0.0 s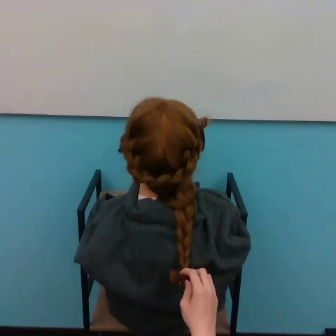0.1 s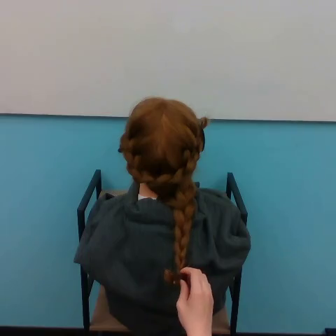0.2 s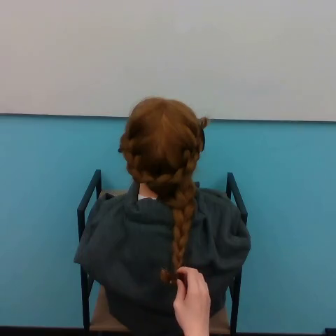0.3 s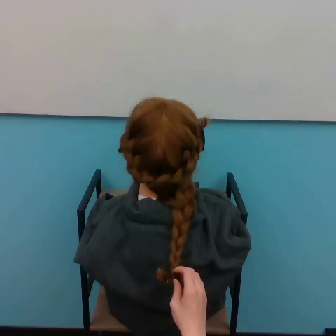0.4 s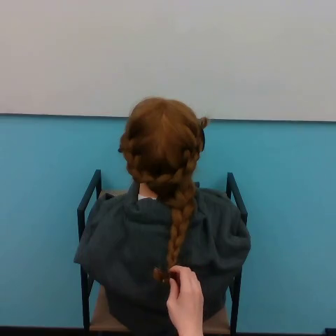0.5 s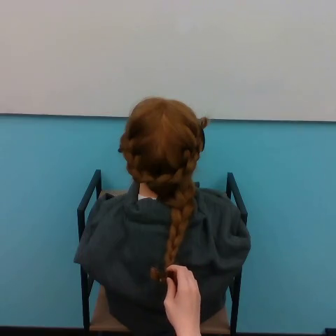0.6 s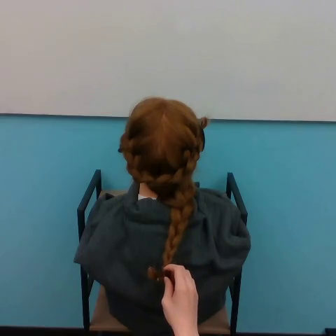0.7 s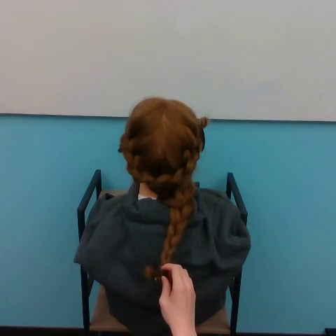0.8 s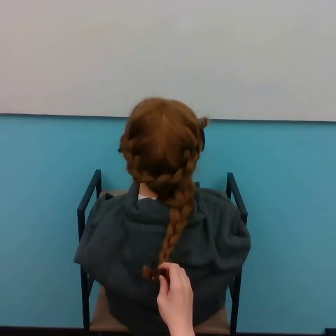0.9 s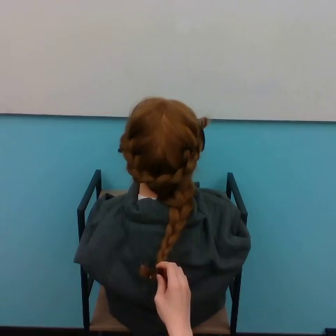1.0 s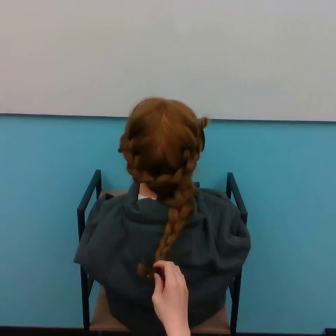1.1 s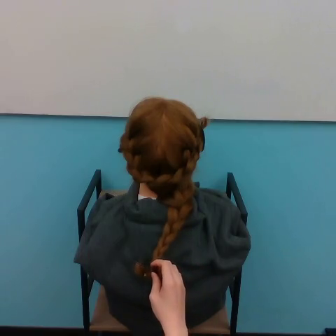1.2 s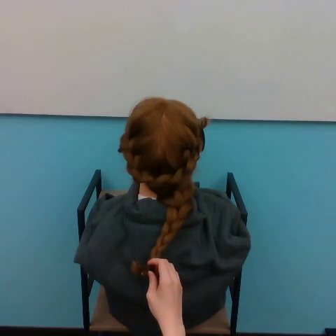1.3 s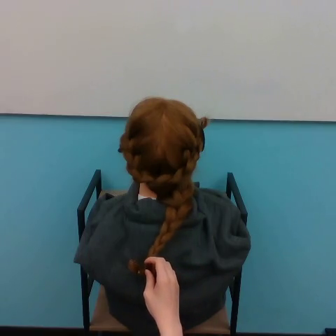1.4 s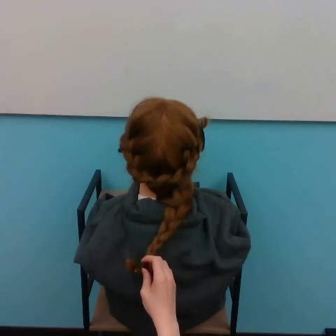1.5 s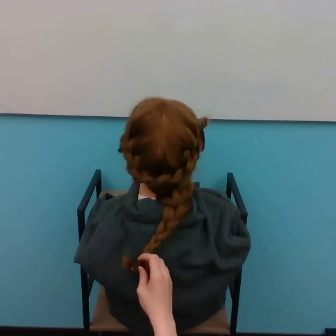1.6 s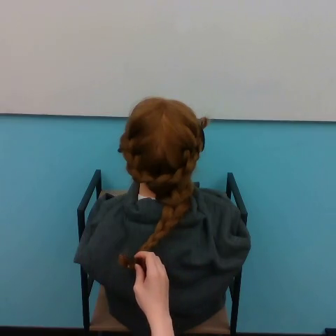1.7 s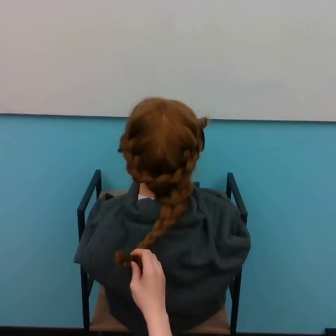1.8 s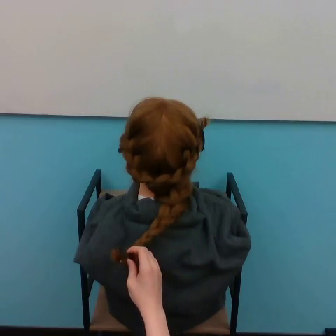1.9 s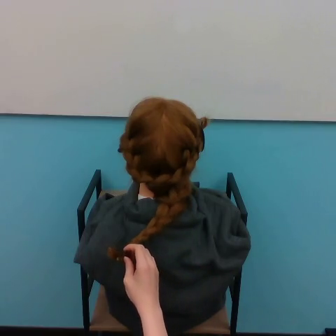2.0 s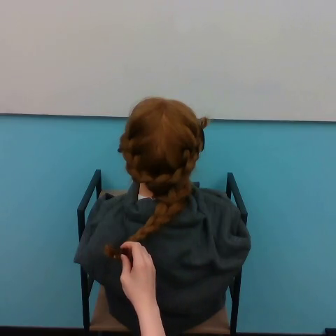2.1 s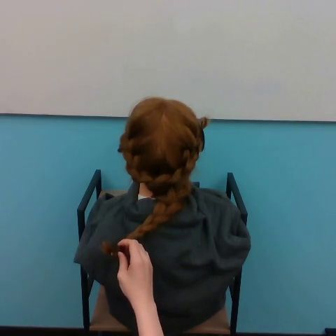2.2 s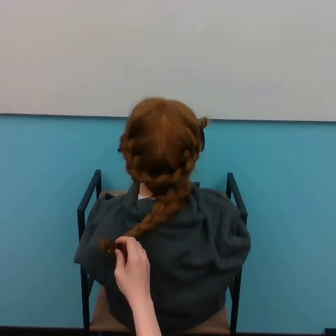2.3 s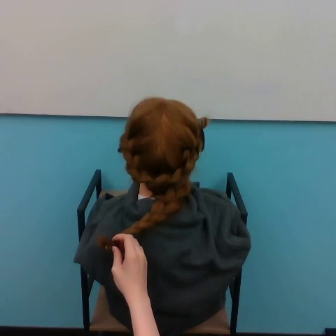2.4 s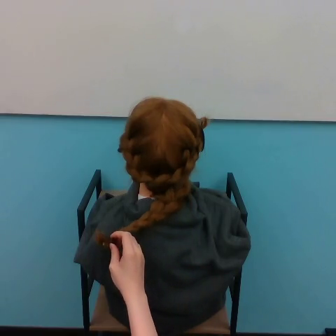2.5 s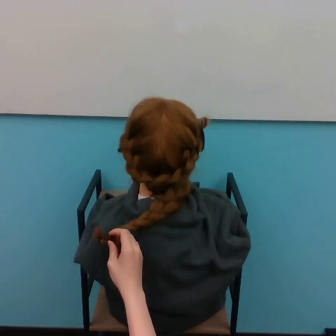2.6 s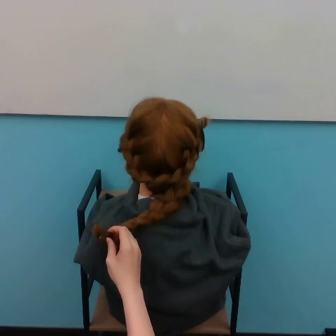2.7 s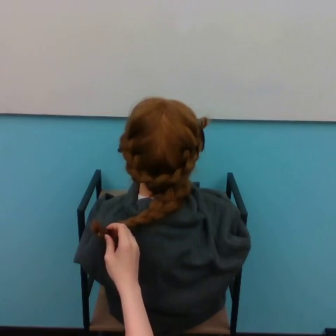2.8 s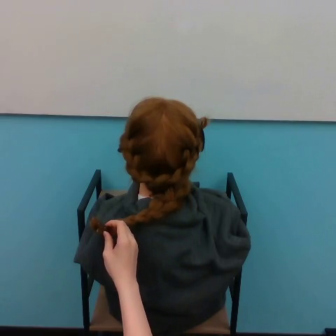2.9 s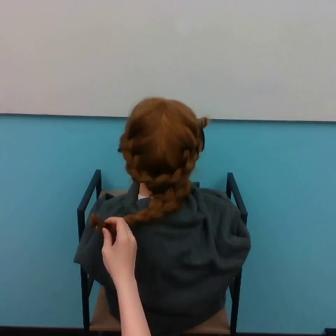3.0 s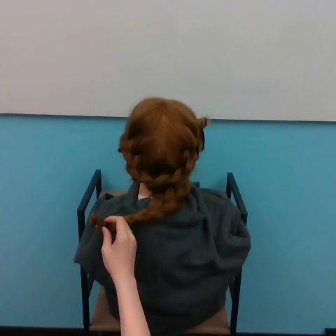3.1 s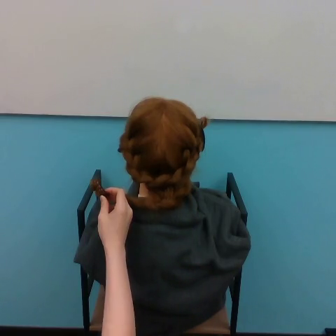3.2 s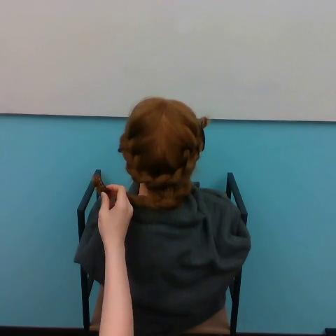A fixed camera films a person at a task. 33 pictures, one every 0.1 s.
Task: style hair.
0.0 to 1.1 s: The hand goes to the left.
1.1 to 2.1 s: The hand goes to the left and upward.
2.1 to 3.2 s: The hand goes upward.
